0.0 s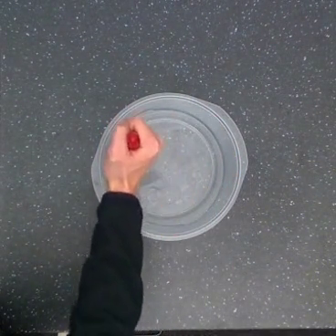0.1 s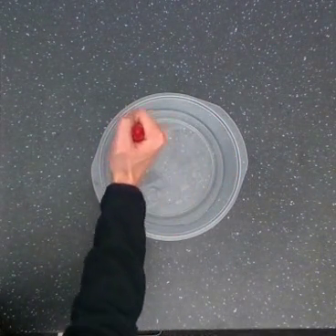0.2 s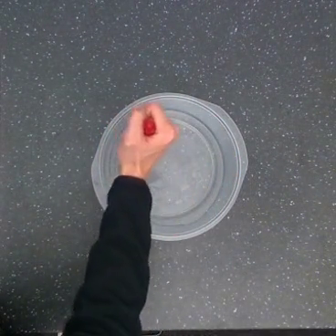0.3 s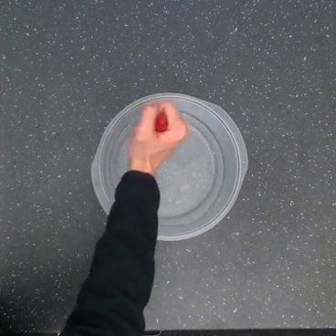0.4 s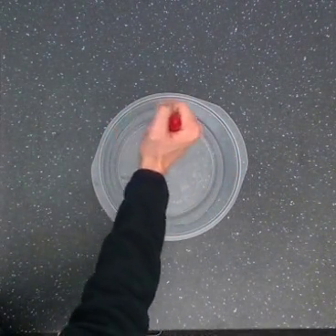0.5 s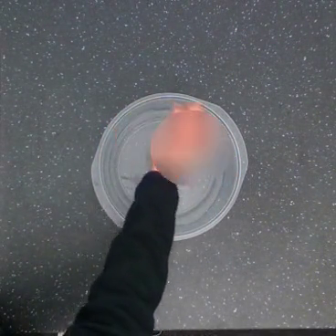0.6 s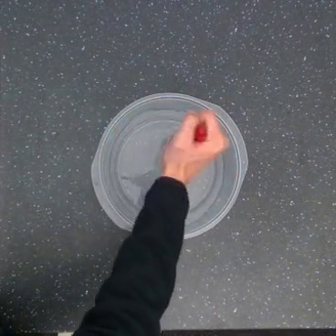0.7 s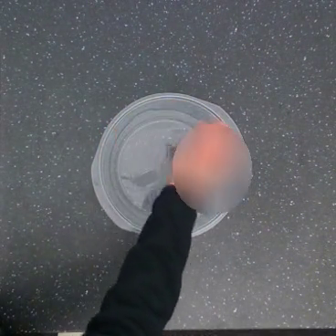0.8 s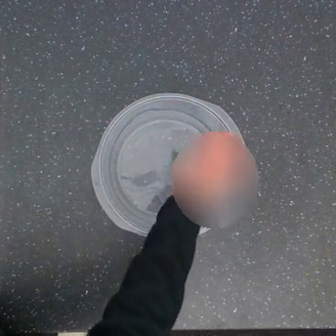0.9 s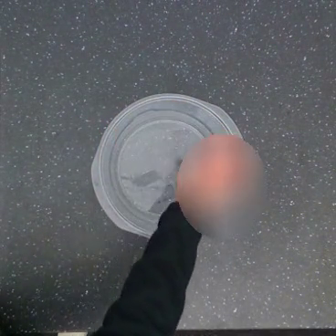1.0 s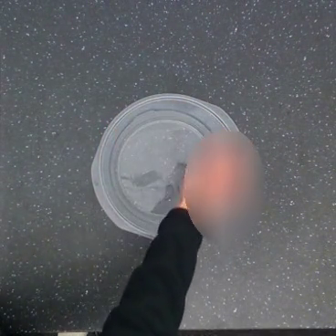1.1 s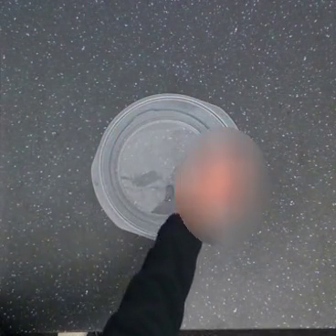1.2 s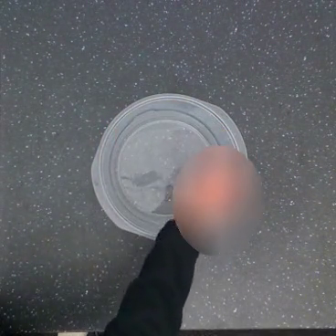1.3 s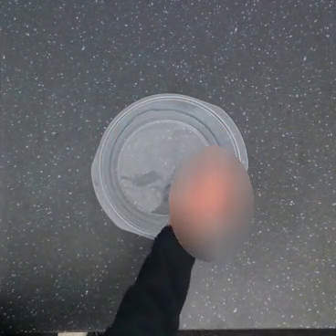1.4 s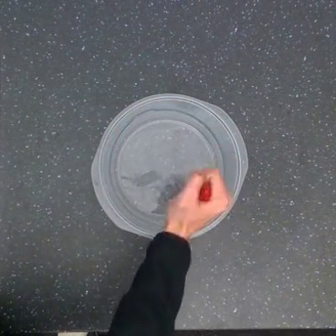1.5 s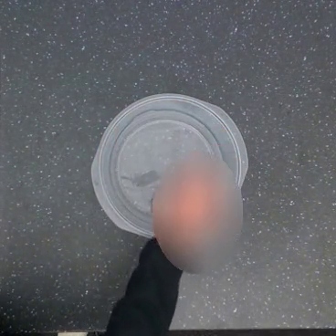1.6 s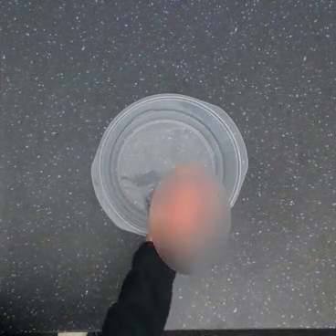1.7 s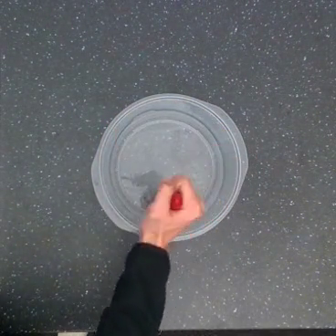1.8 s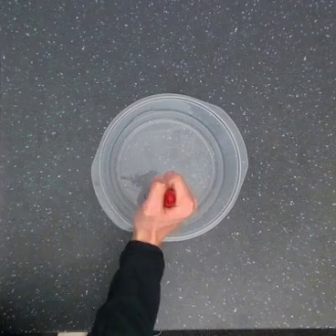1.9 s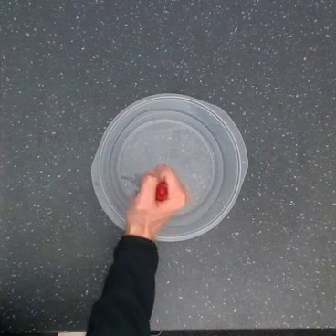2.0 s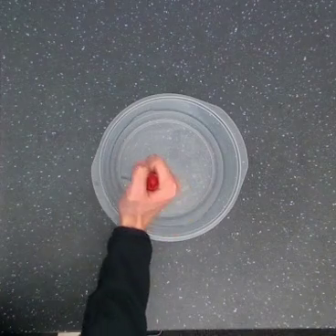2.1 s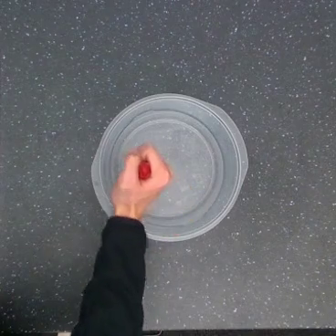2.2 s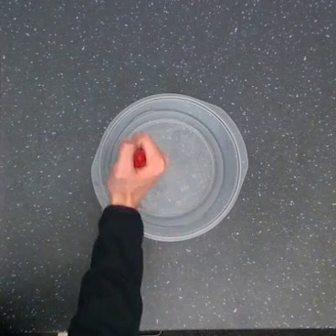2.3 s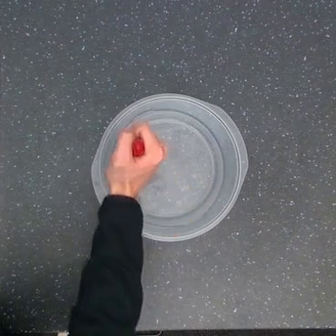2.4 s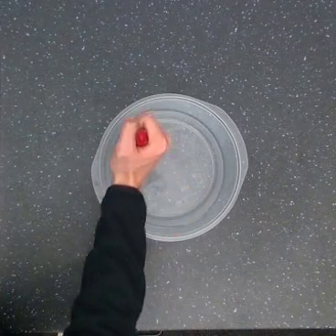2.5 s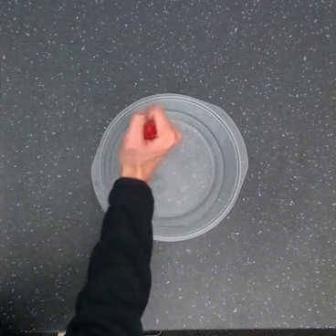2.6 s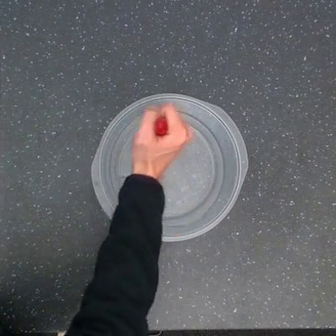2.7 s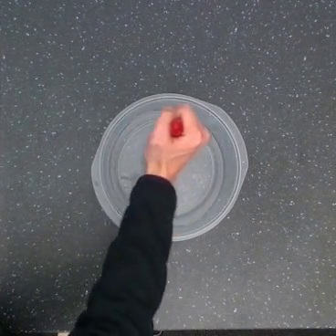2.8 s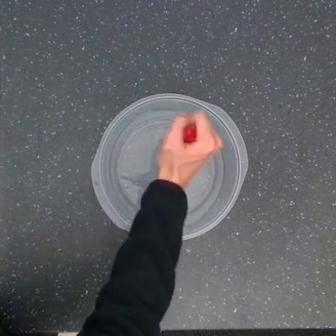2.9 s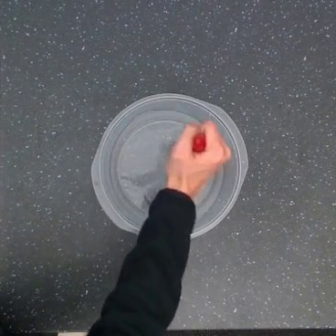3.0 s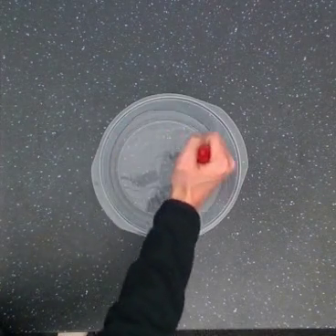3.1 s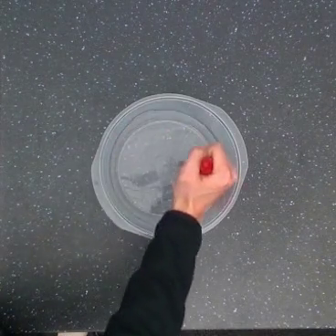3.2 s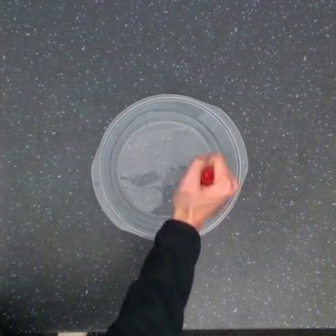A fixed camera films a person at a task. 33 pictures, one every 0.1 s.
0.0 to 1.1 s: The hand goes to the right, on a clockwise arc.
1.1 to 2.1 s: The hand goes to the left.
2.1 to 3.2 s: The hand goes to the right, then downward, on a clockwise arc.
In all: It circles clockwise, turning through about 540 degrees.
Task: stir.
